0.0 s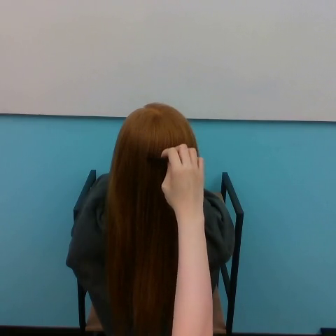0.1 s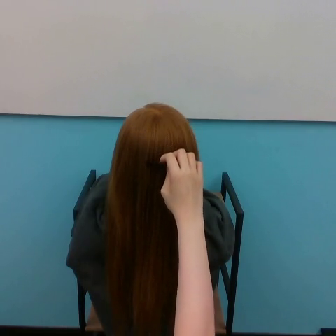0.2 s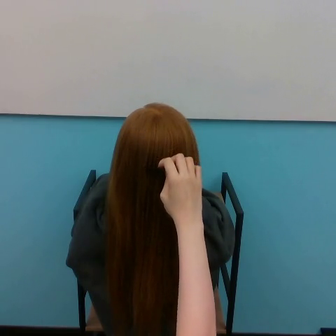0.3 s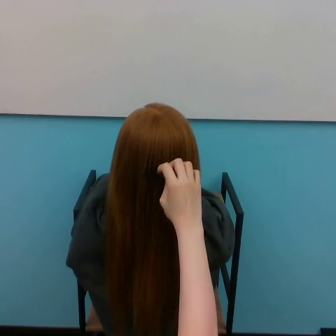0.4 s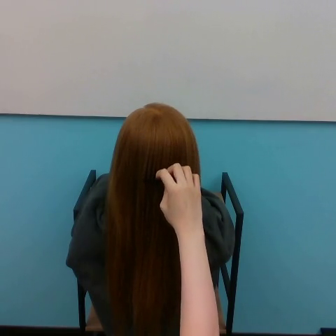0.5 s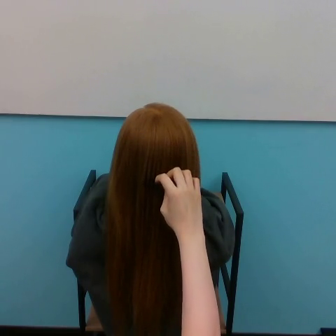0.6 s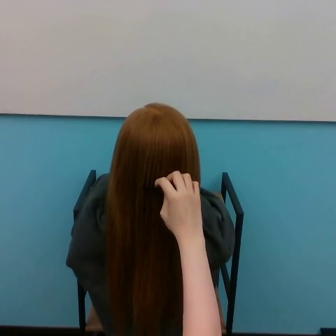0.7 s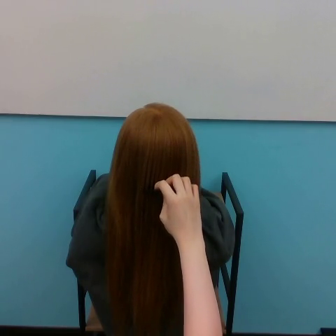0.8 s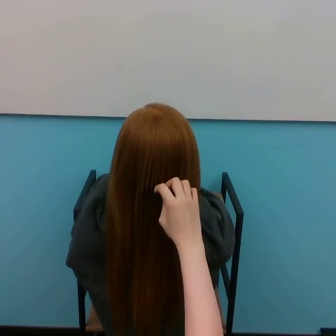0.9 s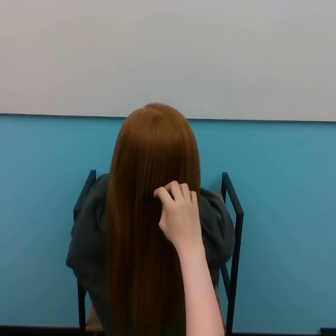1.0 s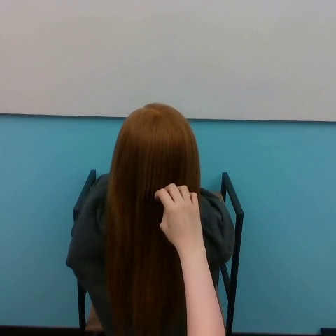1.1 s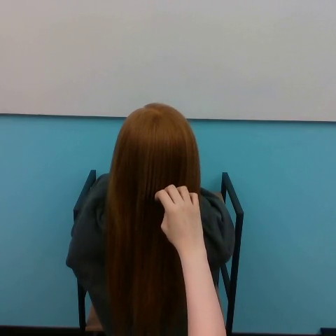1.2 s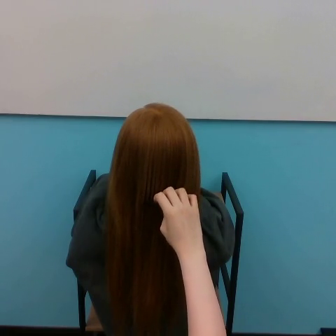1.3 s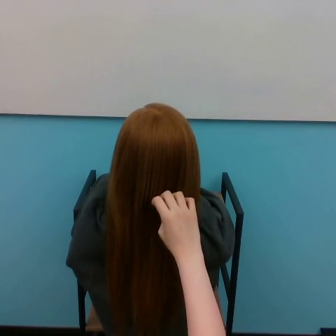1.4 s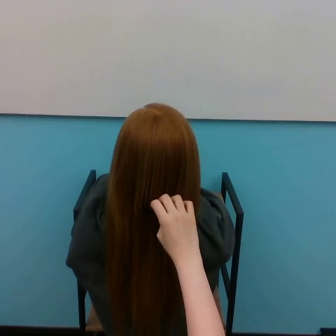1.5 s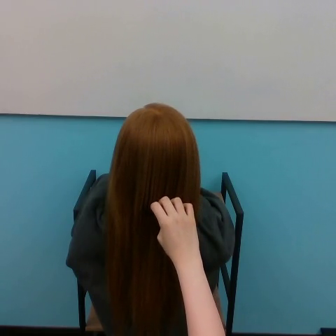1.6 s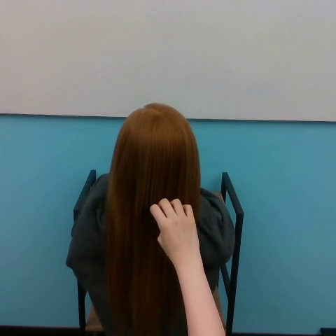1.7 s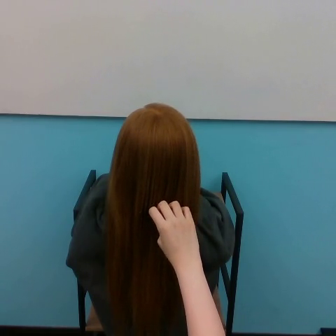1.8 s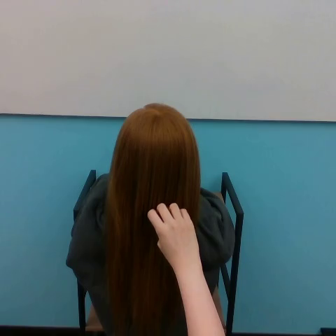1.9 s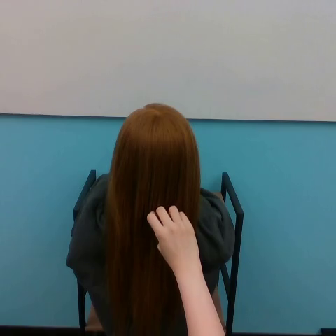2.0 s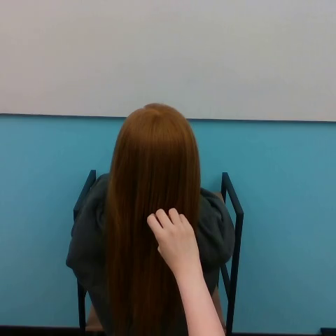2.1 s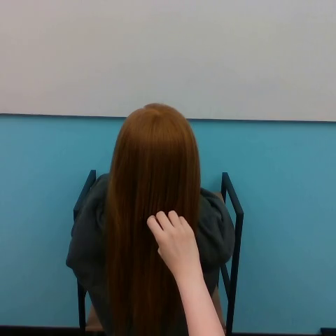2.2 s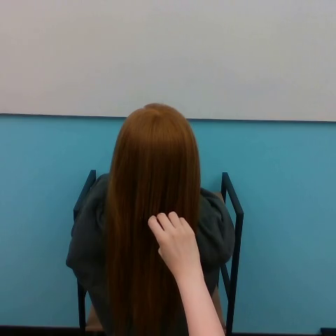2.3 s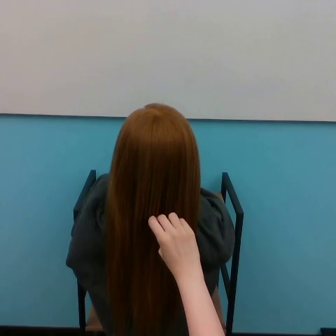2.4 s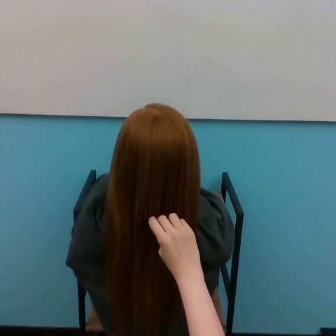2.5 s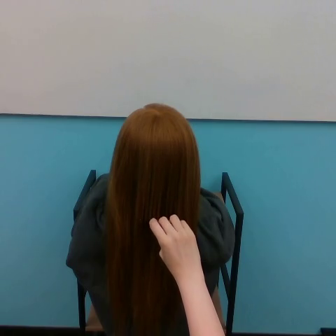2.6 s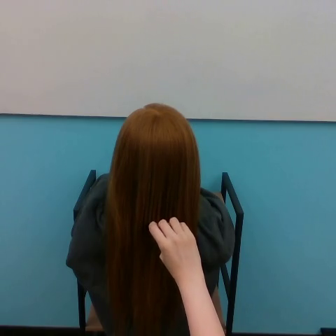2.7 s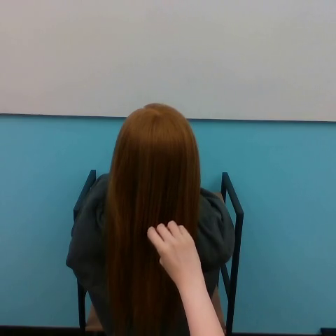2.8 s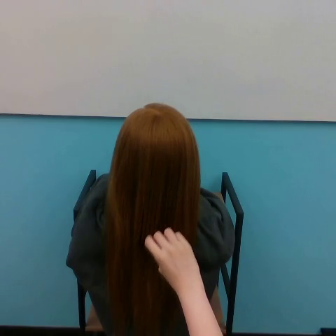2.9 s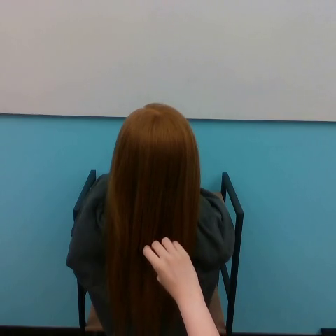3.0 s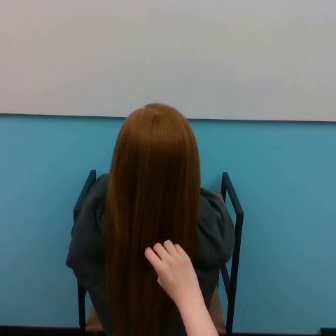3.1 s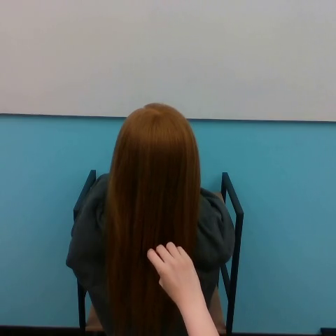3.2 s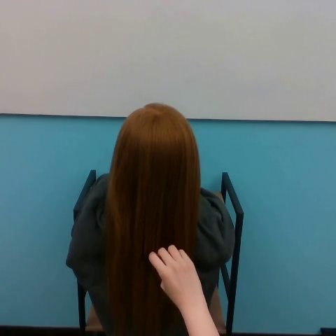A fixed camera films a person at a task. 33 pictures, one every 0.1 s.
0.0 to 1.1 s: The hand goes downward.
1.1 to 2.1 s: The hand goes downward.
2.1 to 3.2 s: The hand goes downward.
Task: brush hair.
